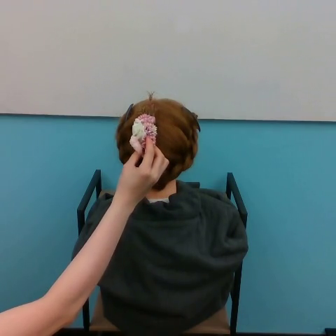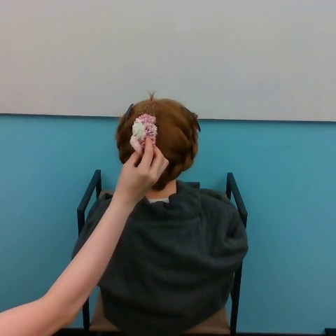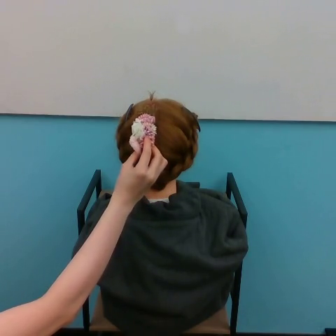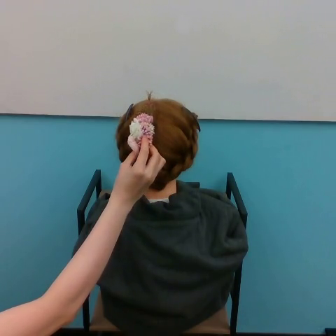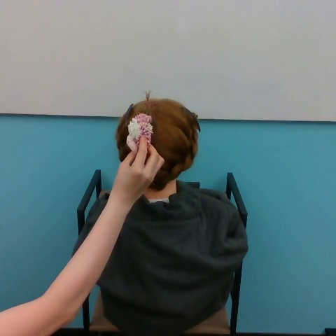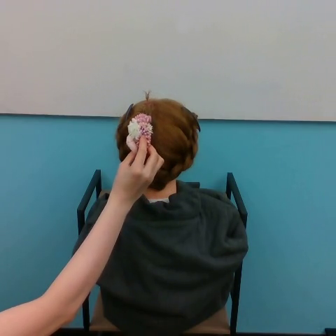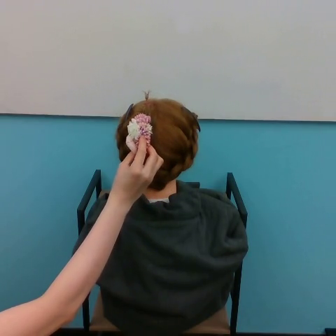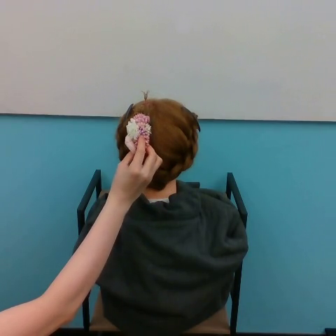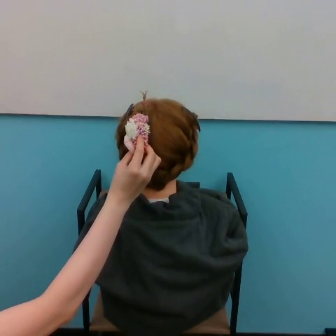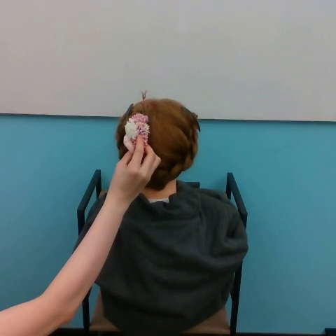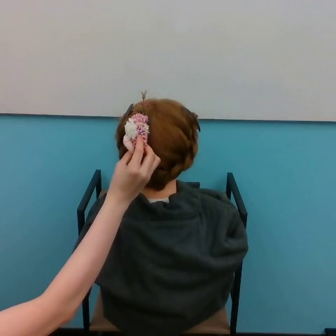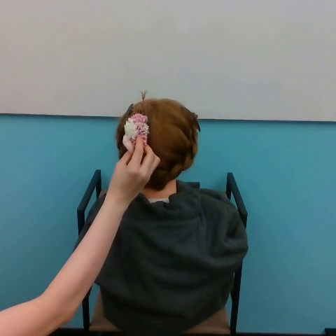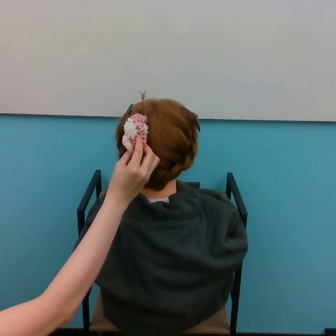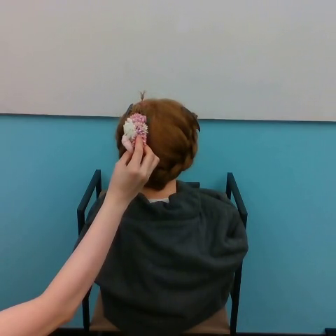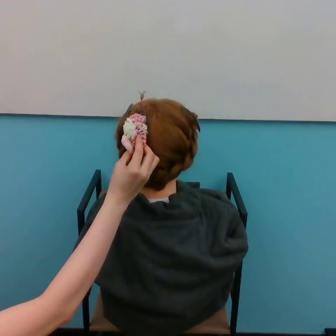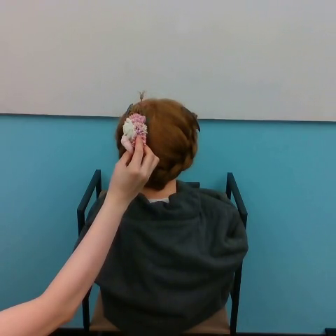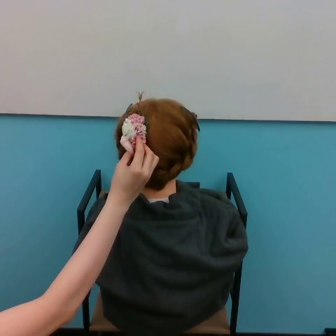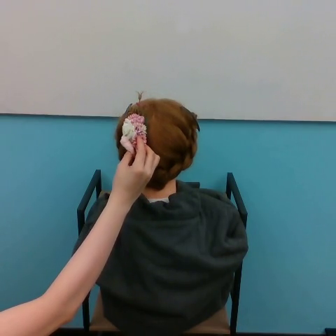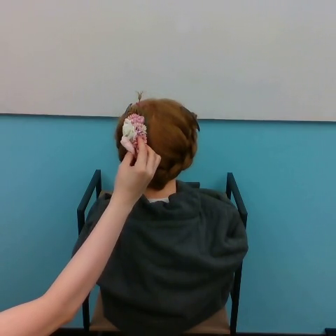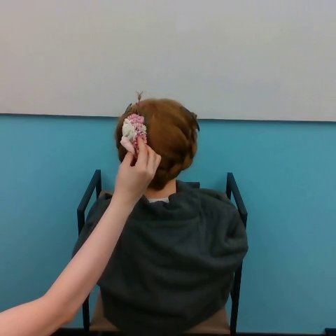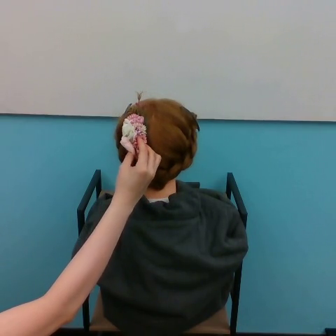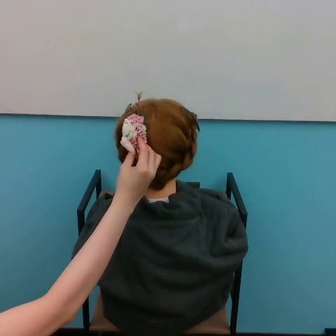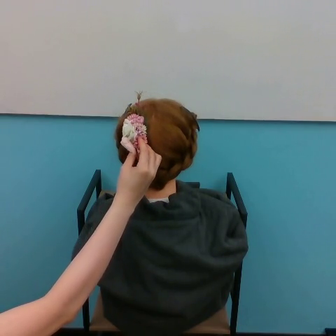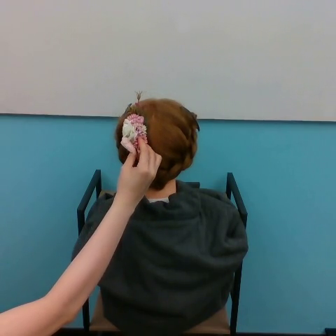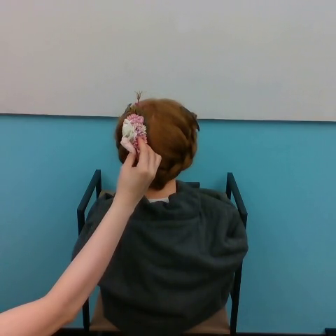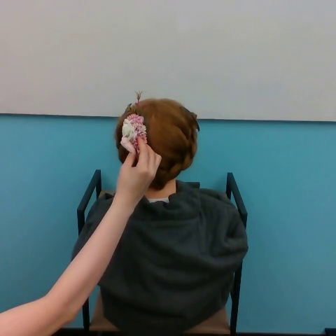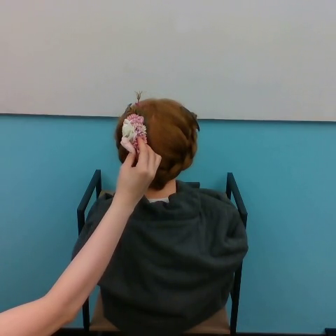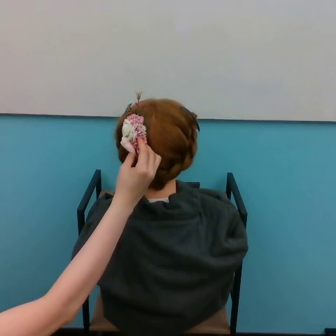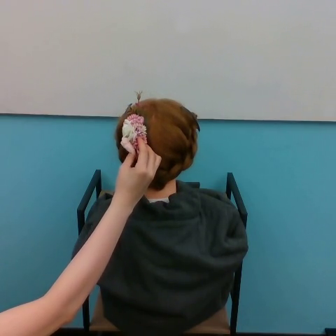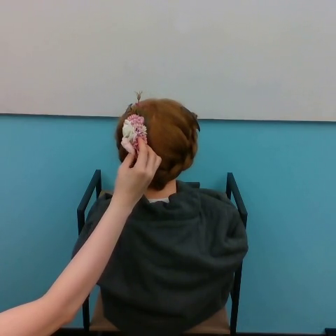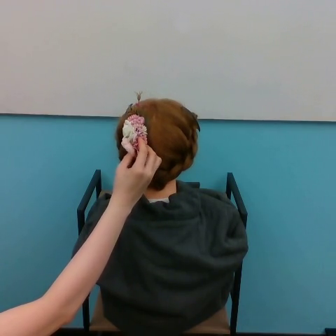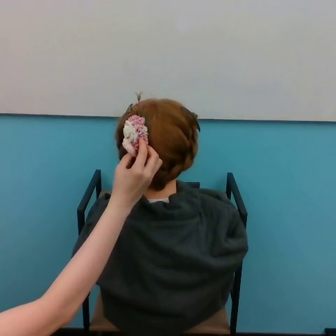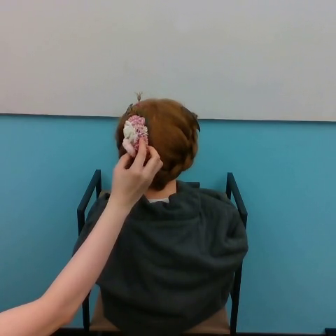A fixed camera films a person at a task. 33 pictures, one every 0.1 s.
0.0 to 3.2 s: The hand moves only a little.
Task: tuck flower in hair.
